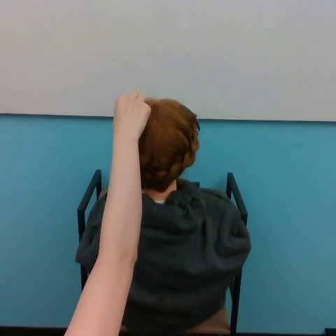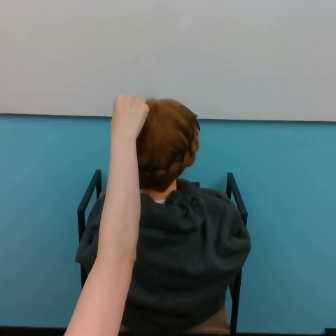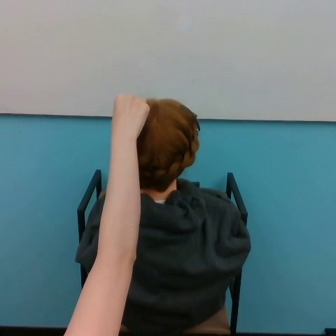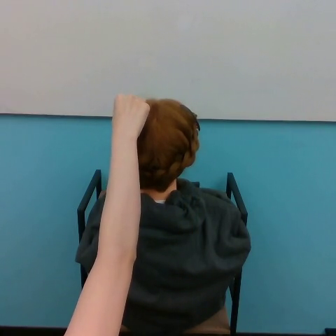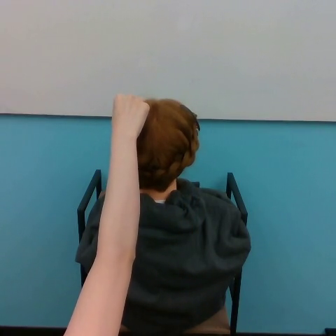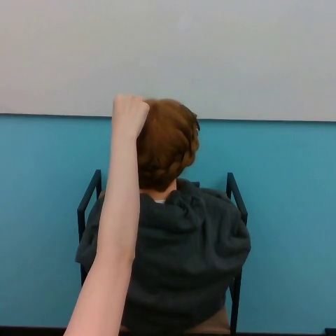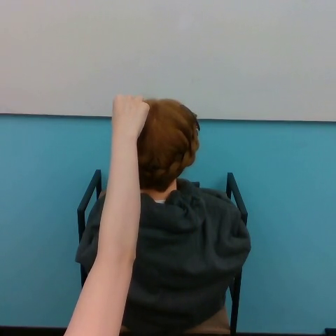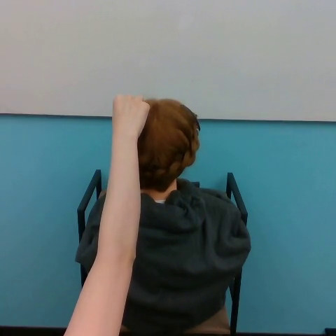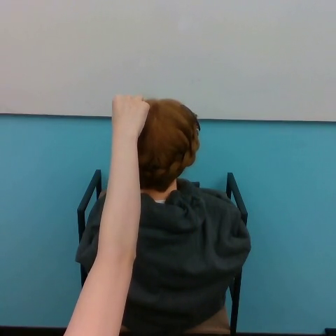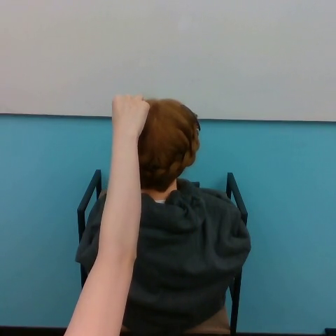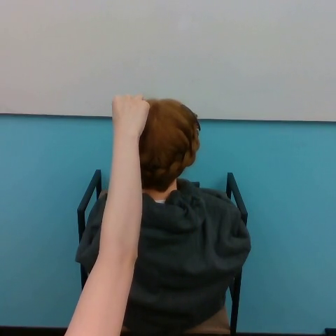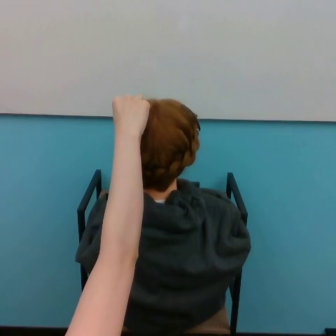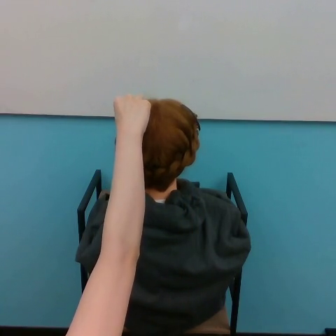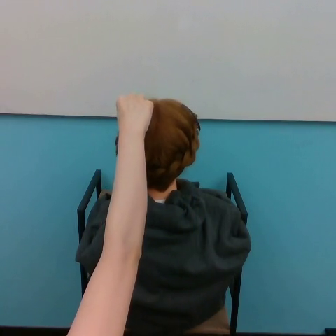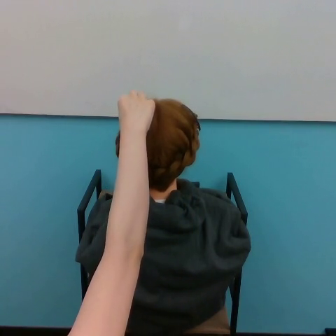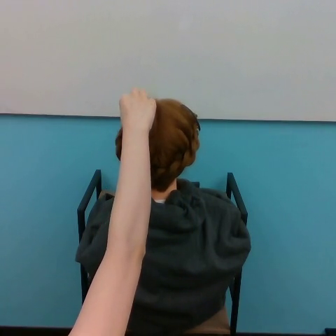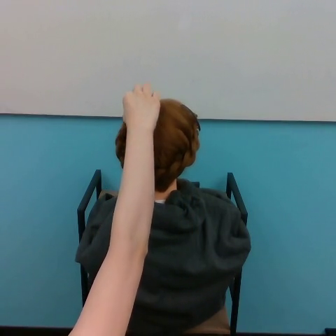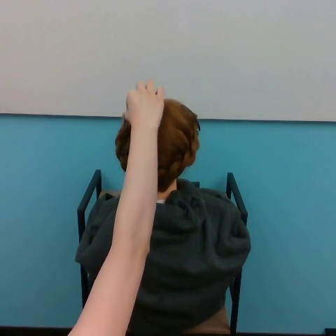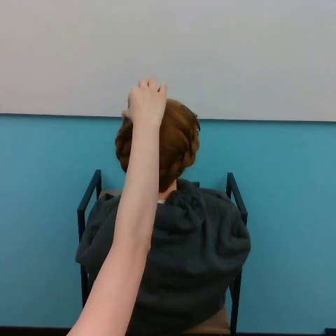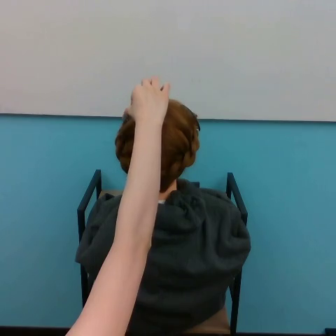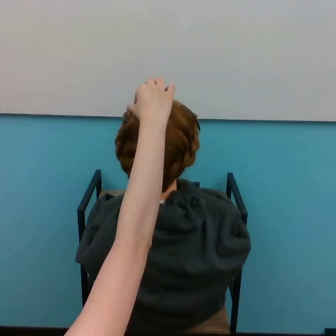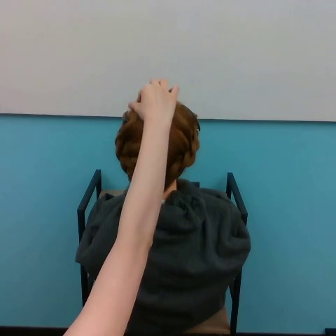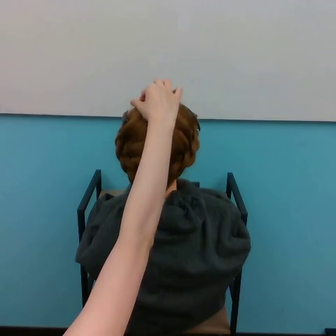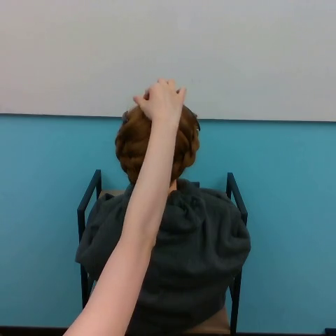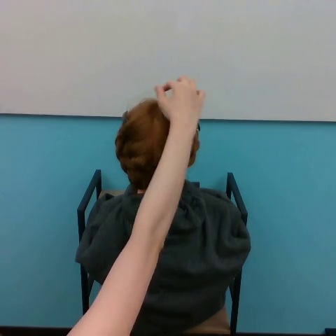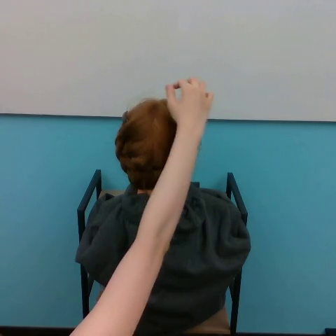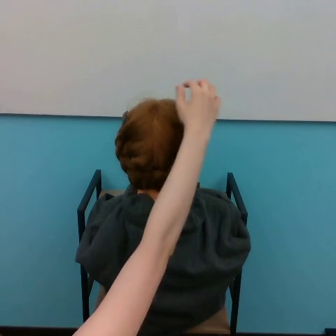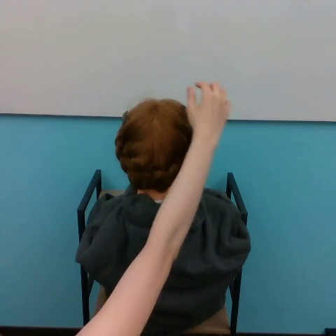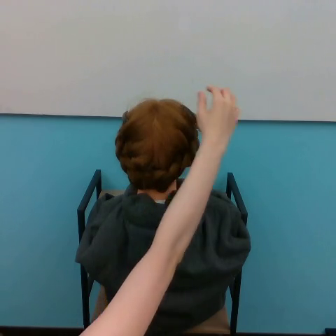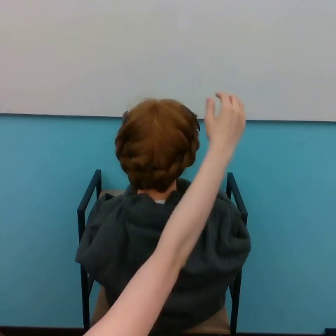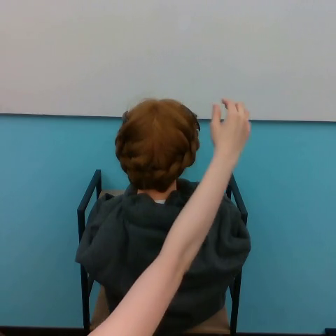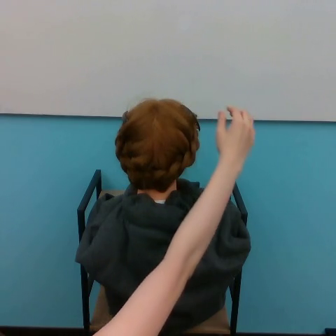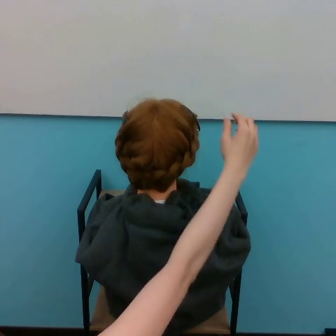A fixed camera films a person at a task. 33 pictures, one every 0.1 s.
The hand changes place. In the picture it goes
to the right.
0.0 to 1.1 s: The hand moves only a little.
1.1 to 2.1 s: The hand goes to the right.
2.1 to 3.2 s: The hand goes to the right and downward.
Task: style hair.
